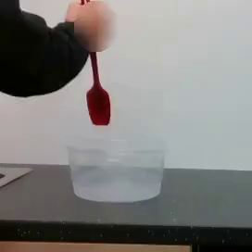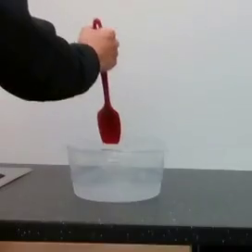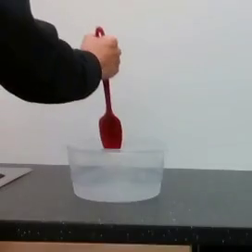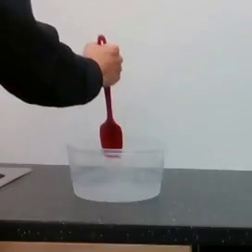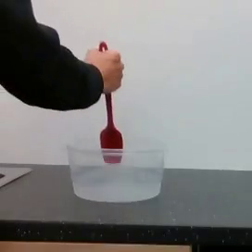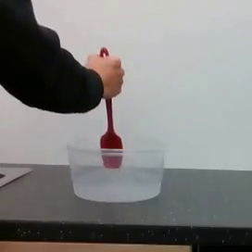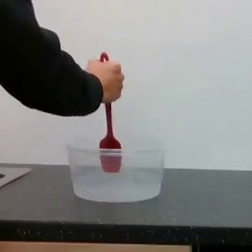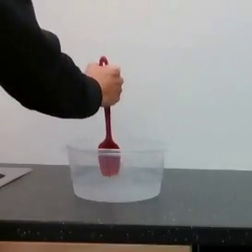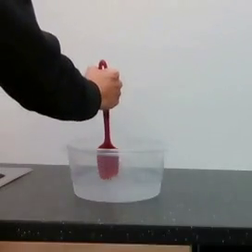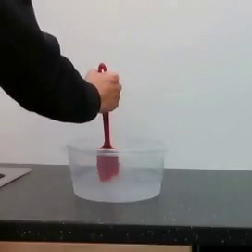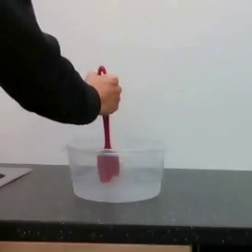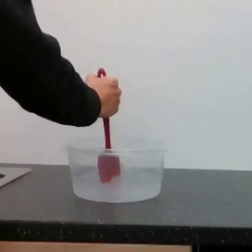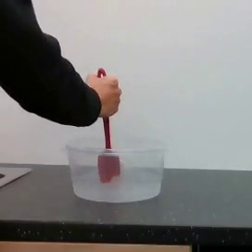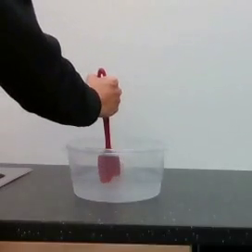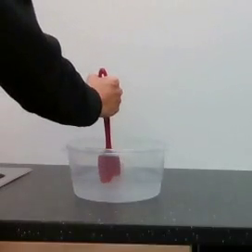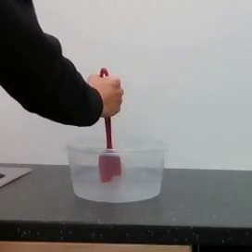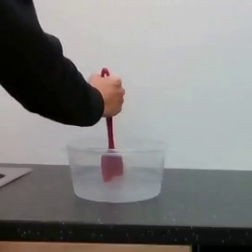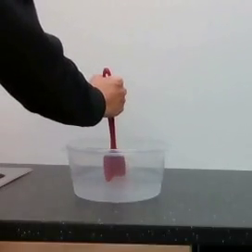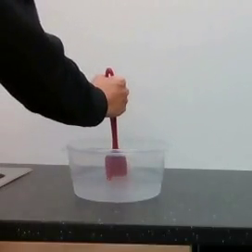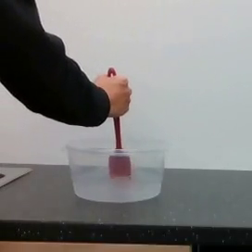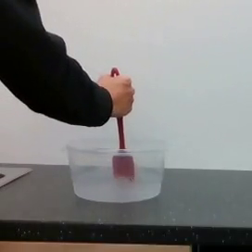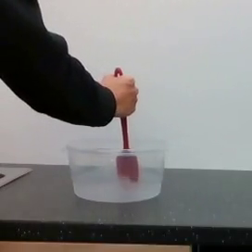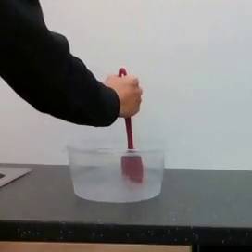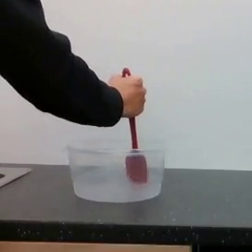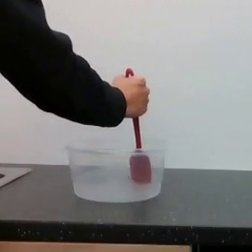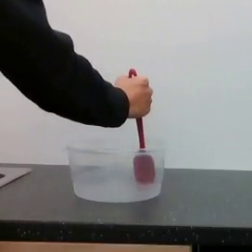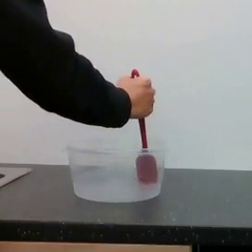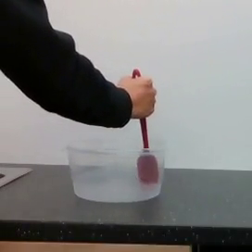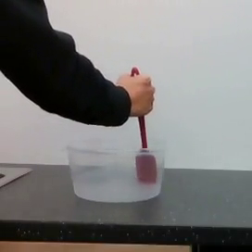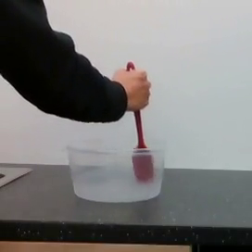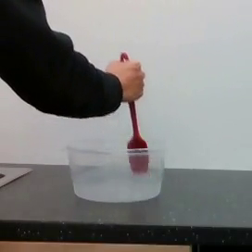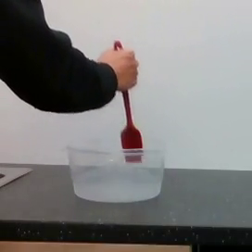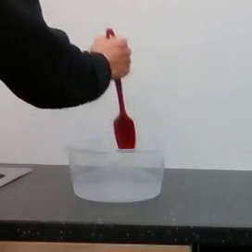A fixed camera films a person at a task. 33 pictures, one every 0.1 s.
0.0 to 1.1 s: The hand goes downward.
1.1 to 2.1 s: The hand goes to the right.
2.1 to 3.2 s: The hand goes upward.
Task: stir.
